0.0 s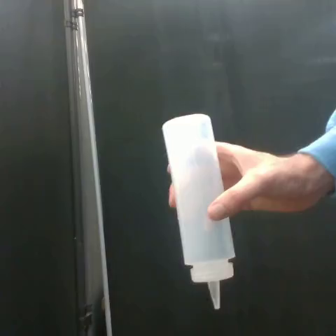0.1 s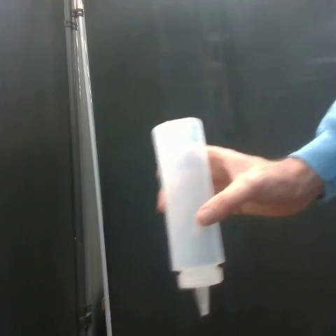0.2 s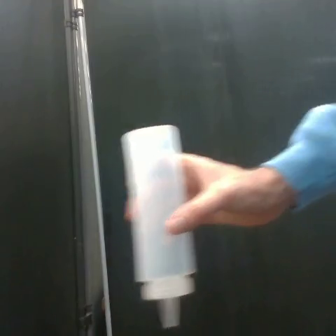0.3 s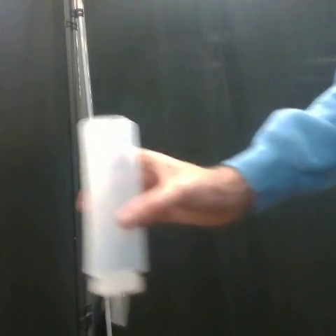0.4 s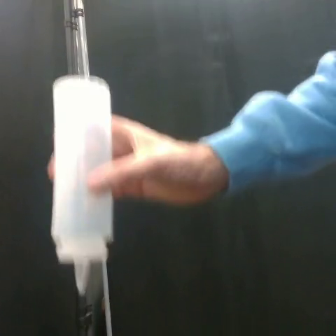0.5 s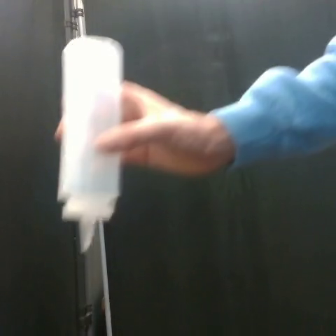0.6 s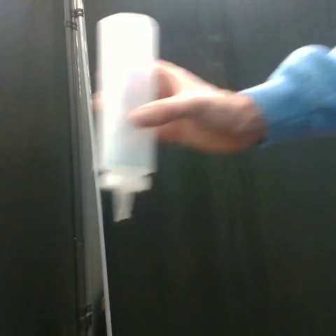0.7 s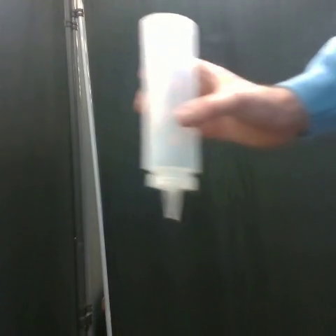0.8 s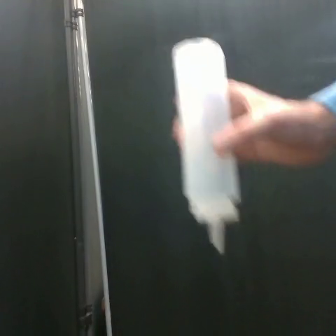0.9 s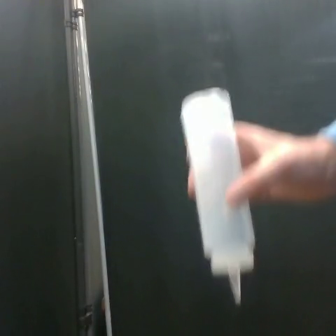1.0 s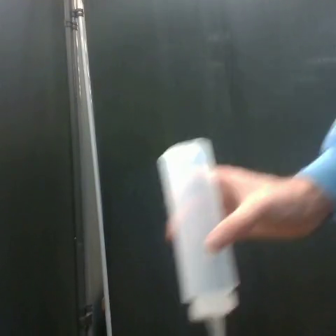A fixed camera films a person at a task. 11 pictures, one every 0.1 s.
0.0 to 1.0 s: The hand goes to the left, then to the right and downward, on a clockwise arc.
In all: It circles clockwise, turning through about 360 degrees.
Task: shake the condiment dispenser.
Motion: make a circular motion clockwise.
